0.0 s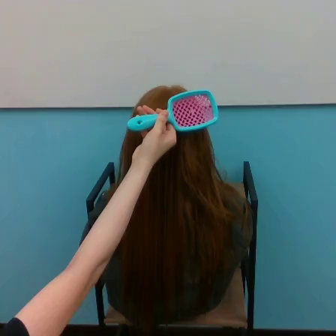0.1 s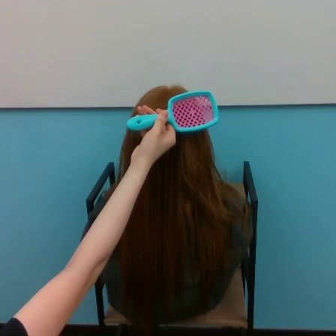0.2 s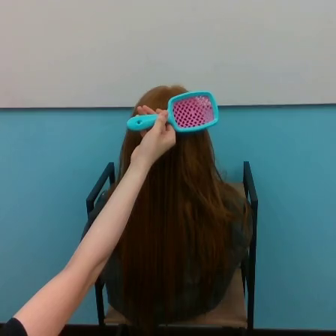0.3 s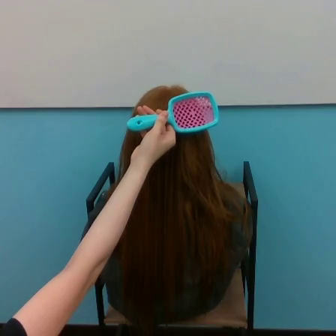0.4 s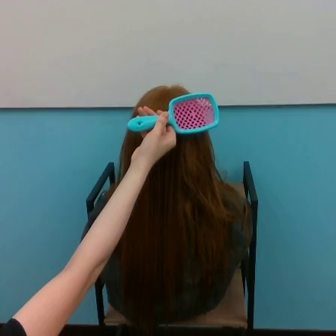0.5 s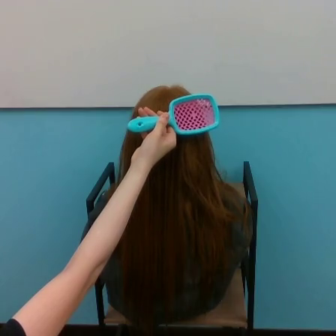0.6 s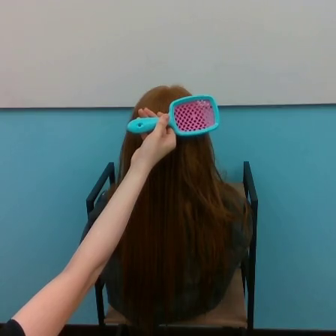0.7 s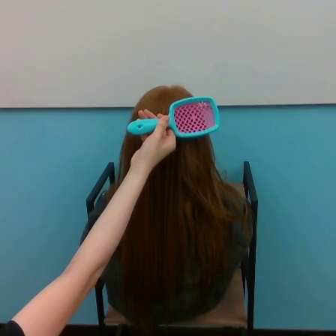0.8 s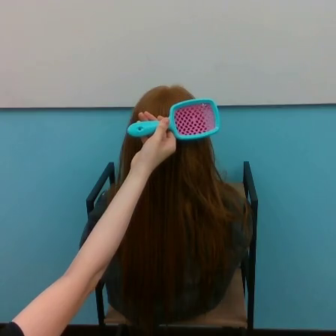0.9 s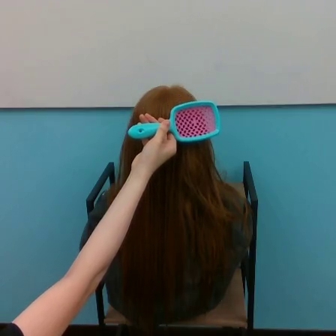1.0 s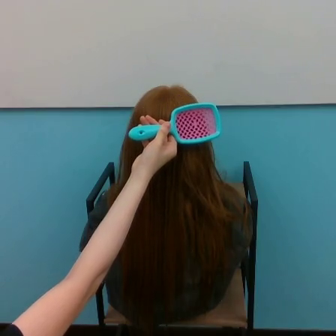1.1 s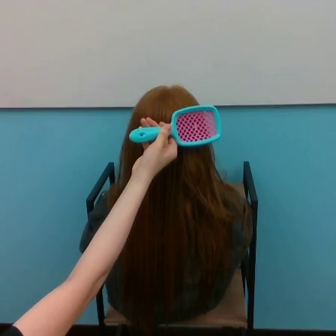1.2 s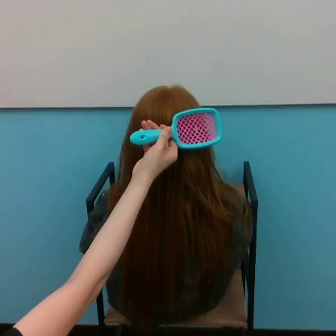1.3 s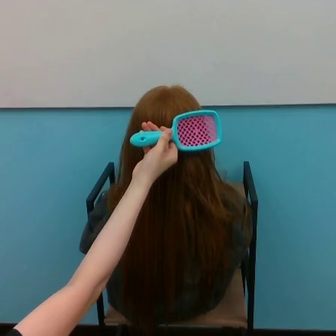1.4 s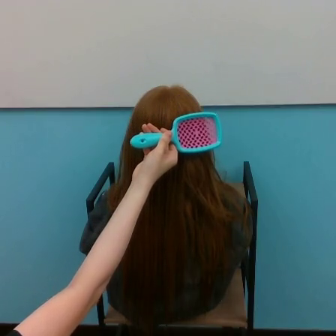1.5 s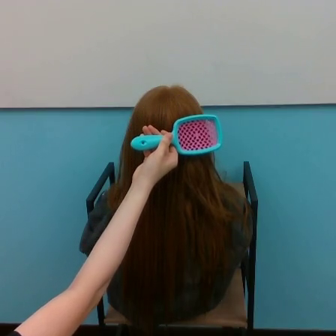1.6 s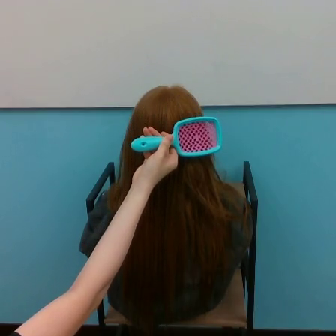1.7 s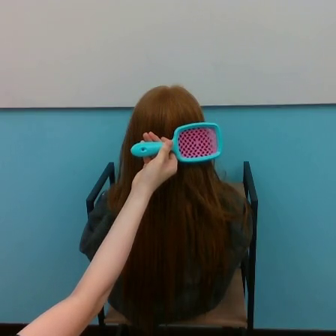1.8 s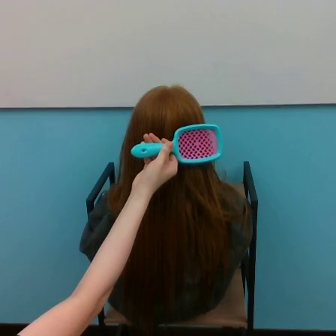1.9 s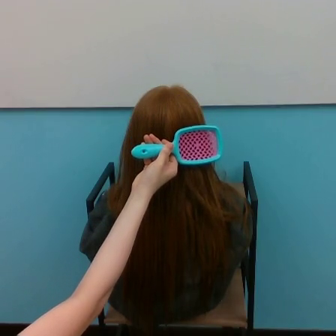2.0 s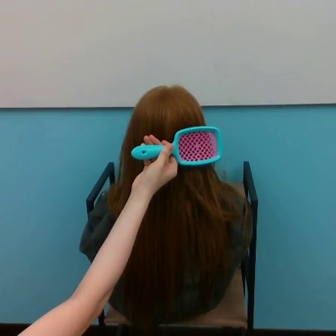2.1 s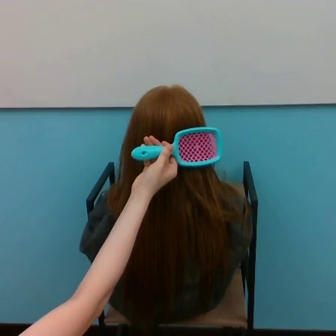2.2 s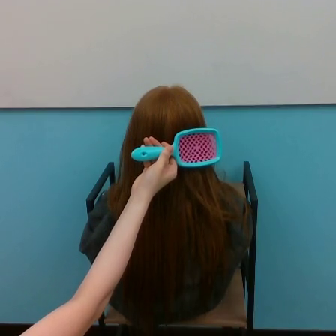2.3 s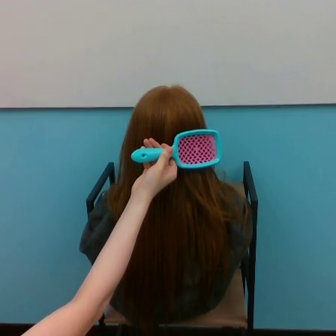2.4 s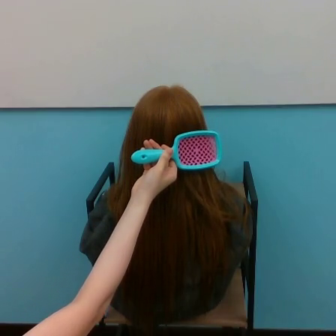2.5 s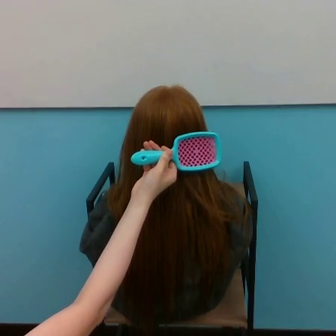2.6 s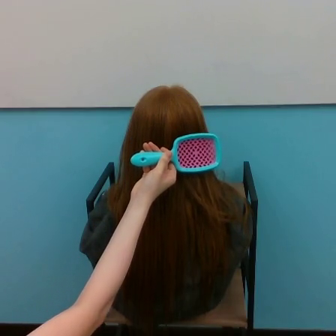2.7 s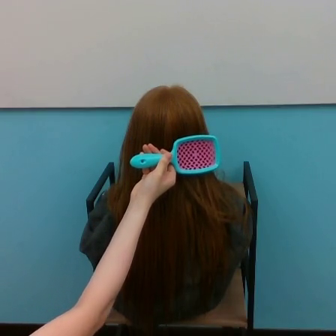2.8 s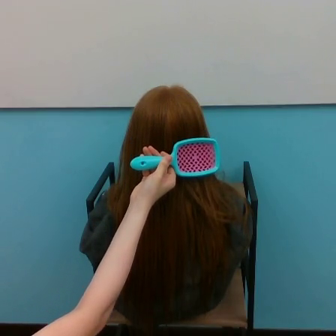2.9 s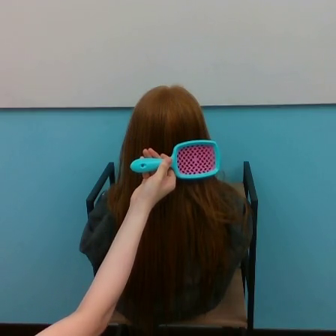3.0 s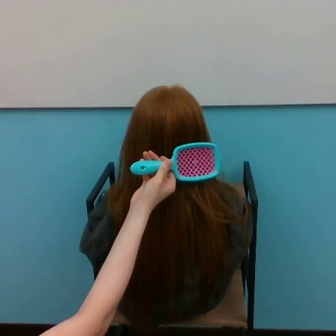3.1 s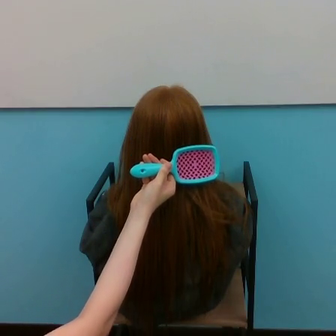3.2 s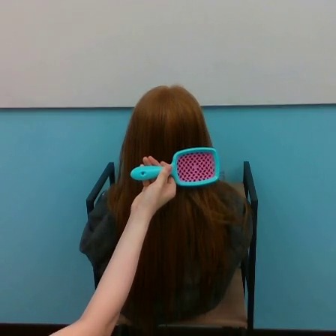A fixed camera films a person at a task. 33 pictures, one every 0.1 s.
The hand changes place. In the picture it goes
downward.
0.0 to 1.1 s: The hand moves only a little.
1.1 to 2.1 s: The hand goes downward.
2.1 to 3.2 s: The hand goes downward.
Task: brush hair.
